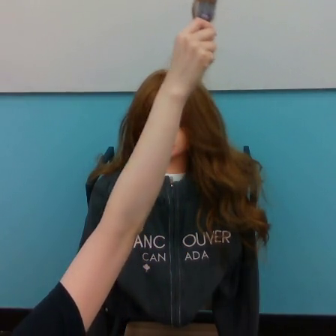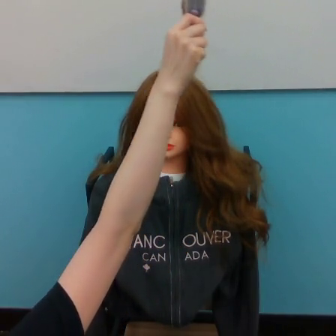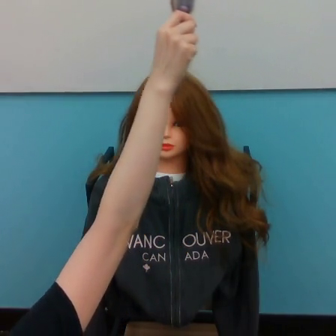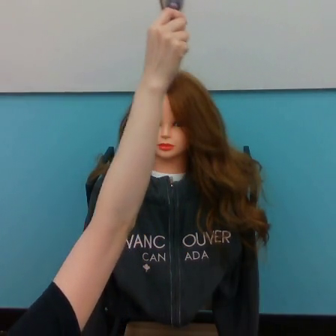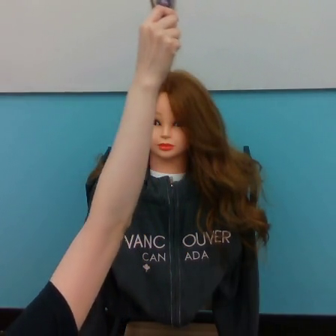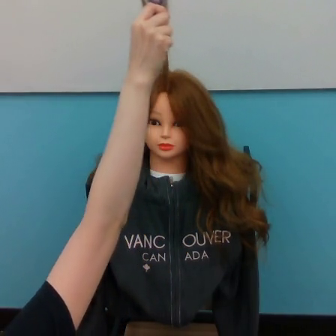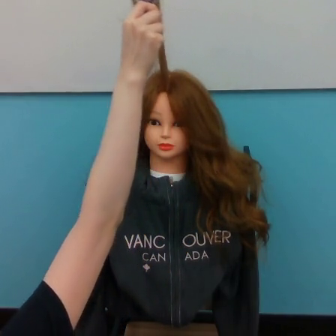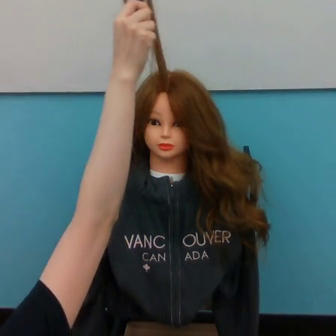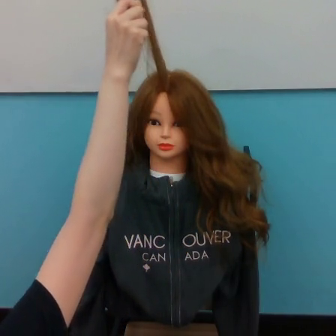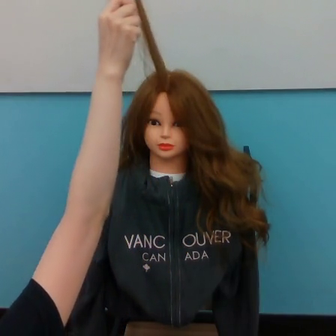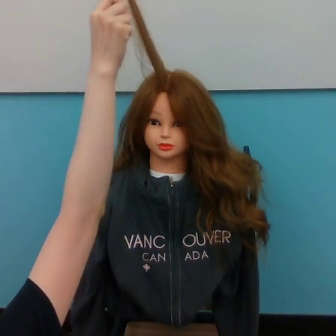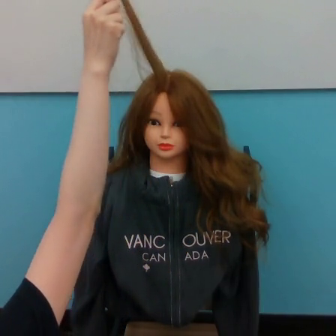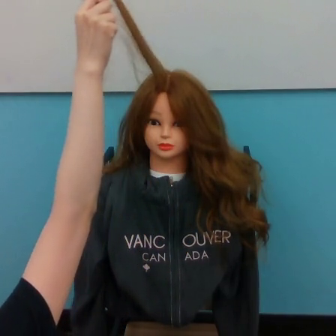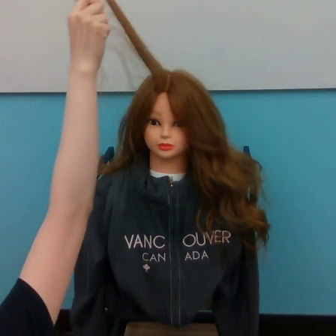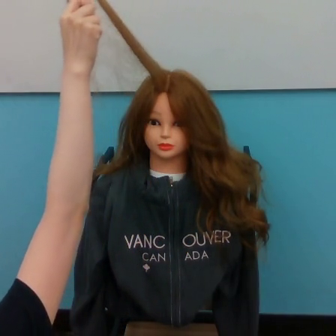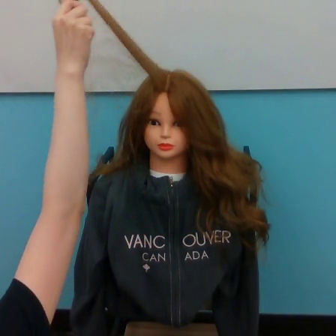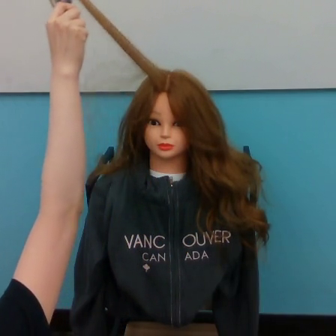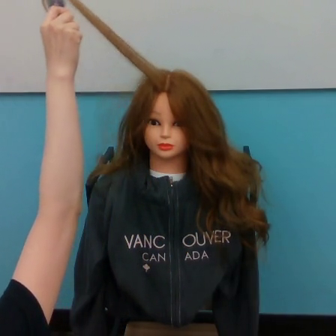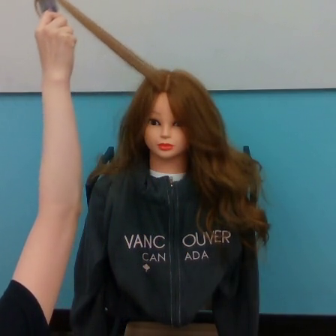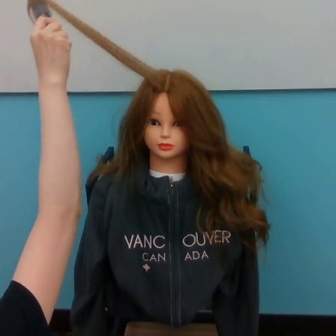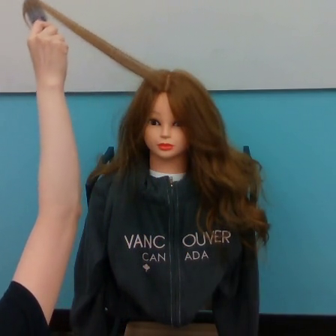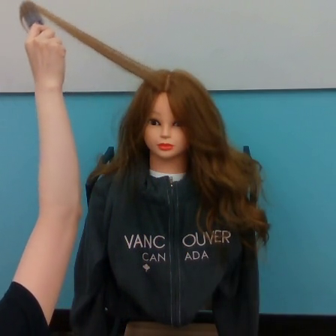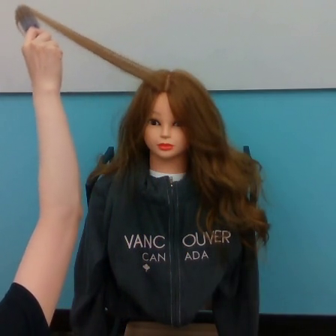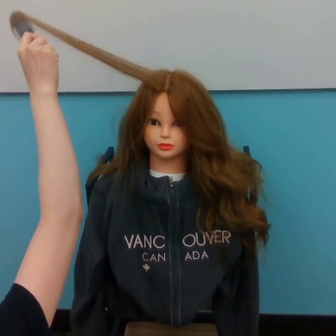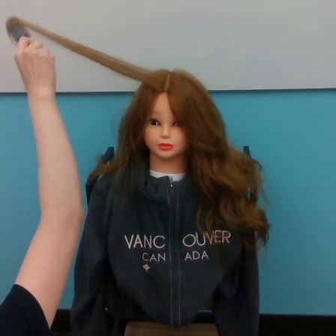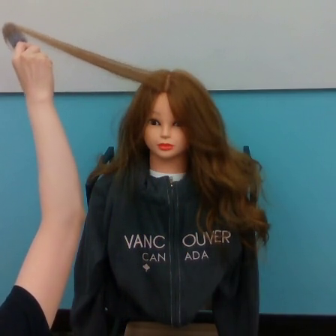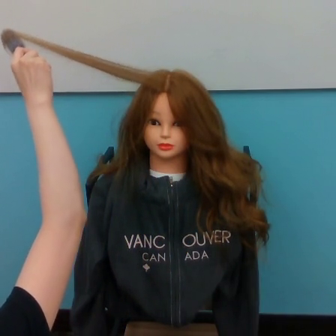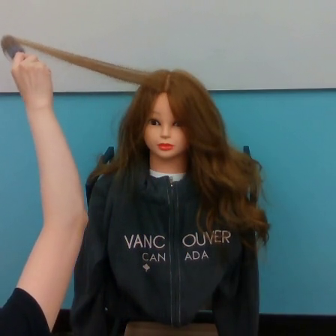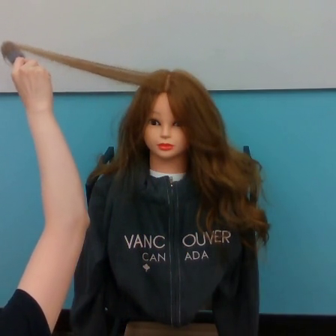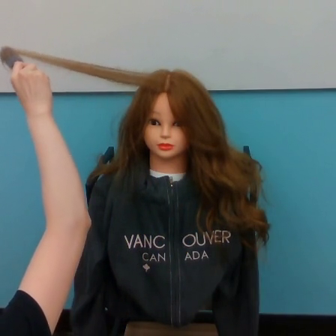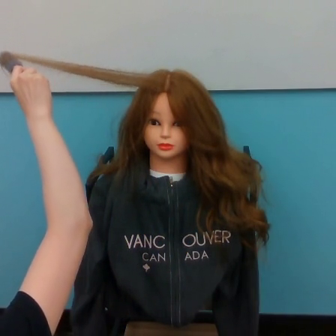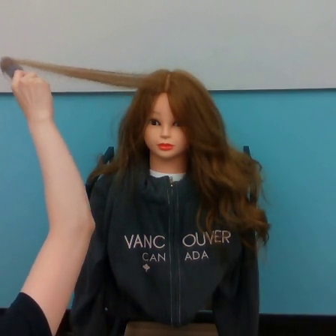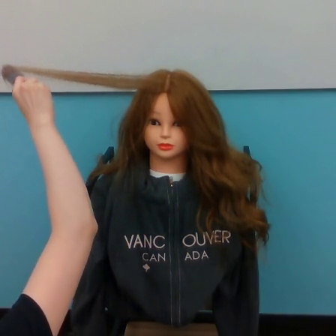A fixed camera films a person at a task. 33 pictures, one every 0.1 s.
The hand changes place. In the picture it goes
to the left.
0.0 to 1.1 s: The hand goes to the left.
1.1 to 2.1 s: The hand goes to the left and downward.
2.1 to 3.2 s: The hand goes downward.
Task: volume hair.
